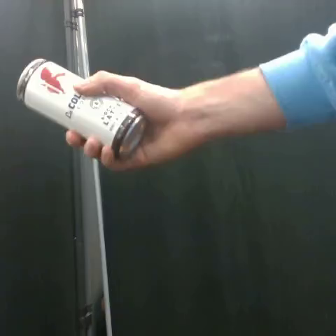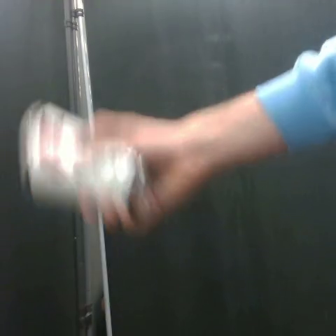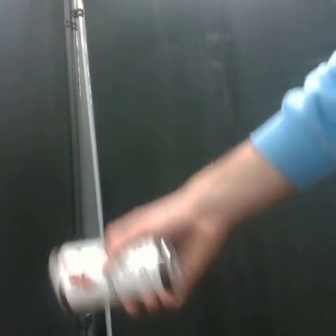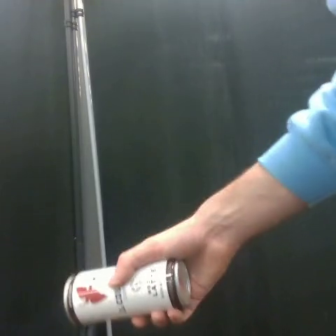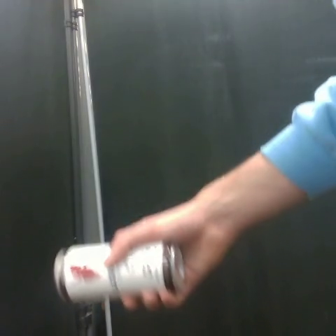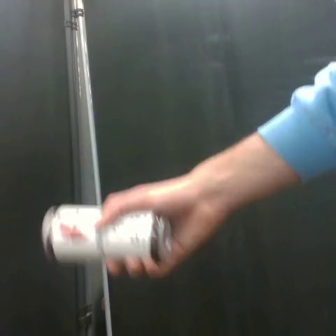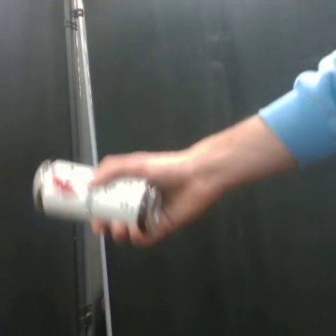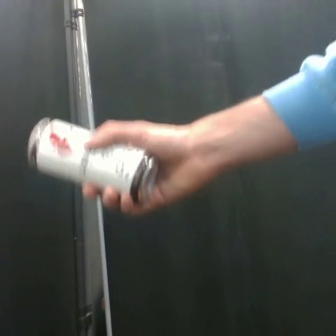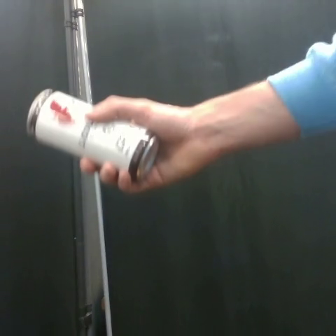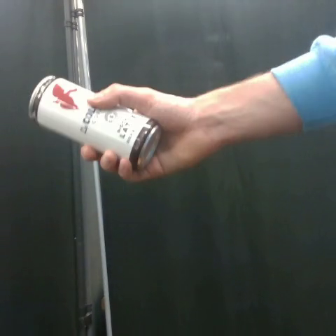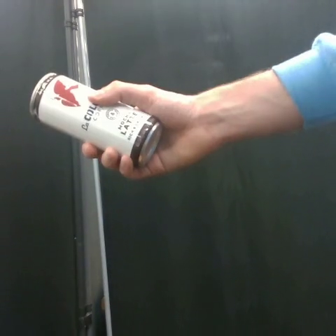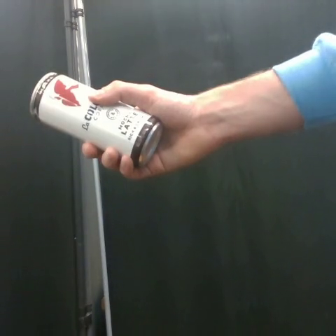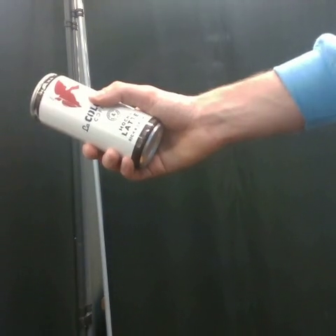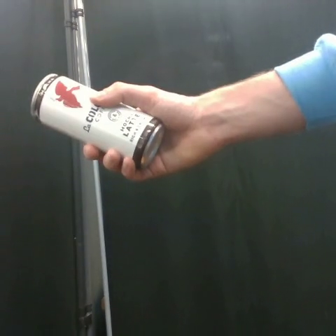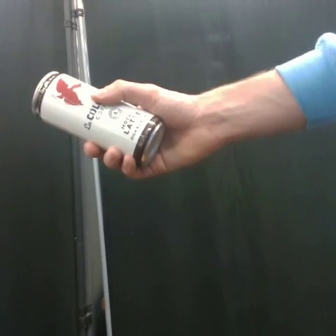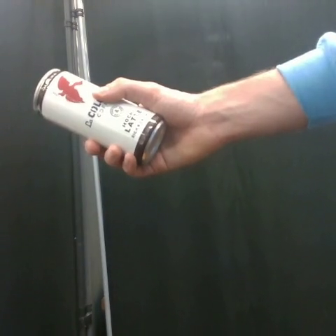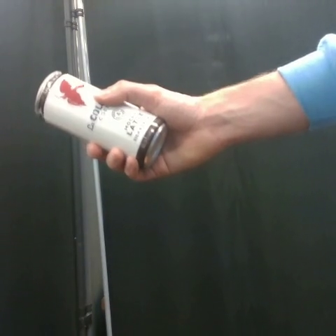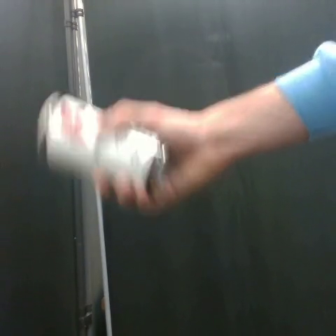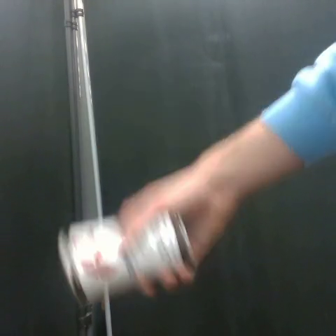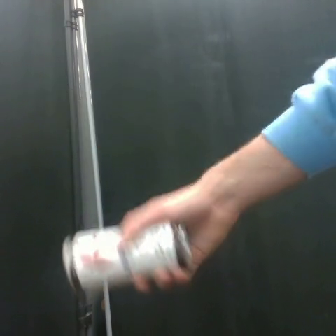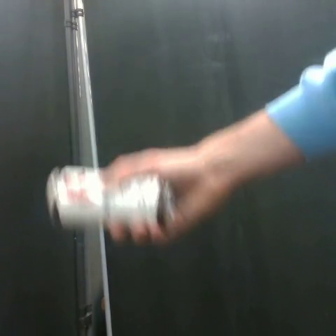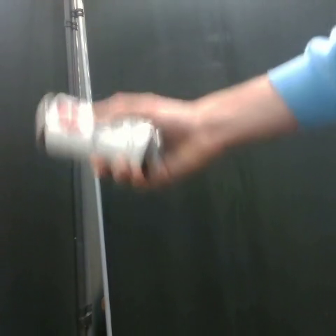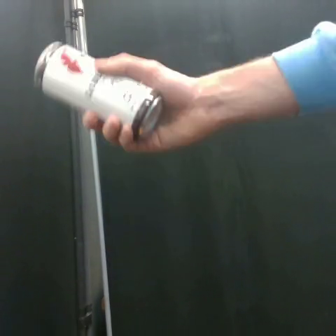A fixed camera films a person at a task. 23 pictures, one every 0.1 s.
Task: shake the coffee can.
Motion: move down and up 2 times.
0.0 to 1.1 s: The hand goes downward, then upward.
1.1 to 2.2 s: The hand goes downward, then upward.
